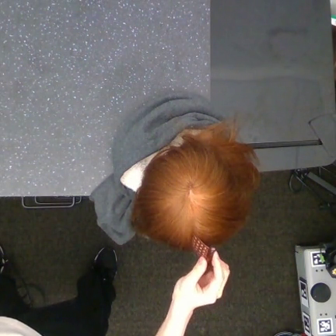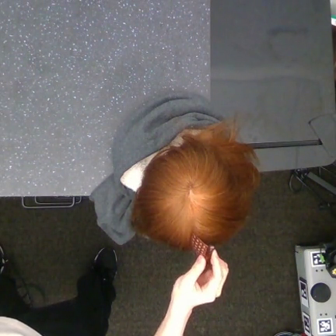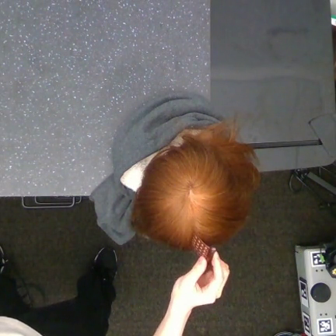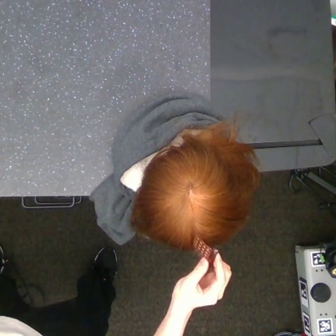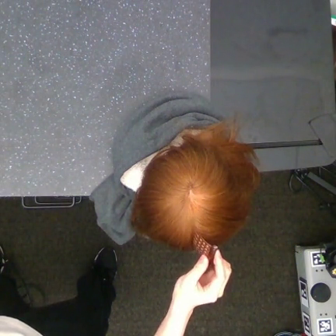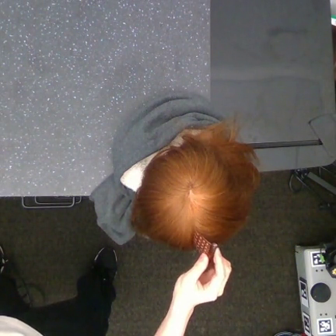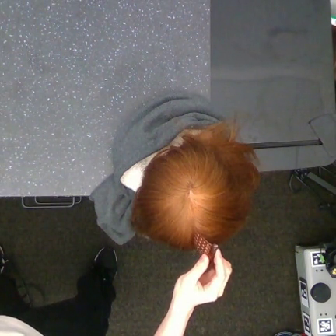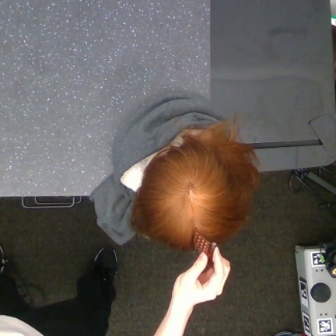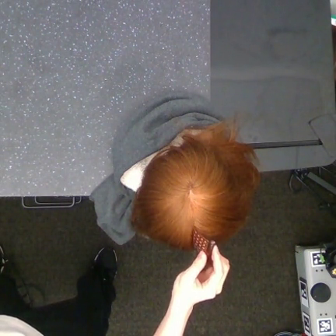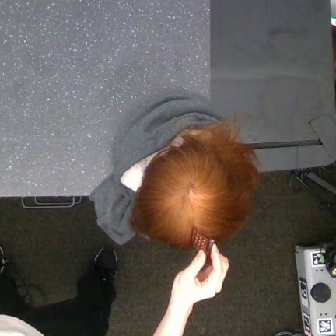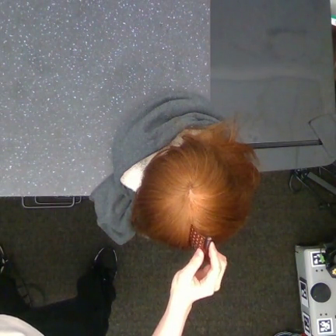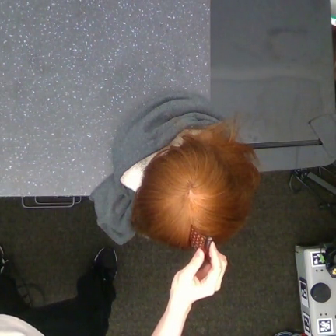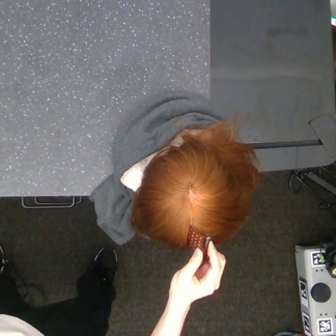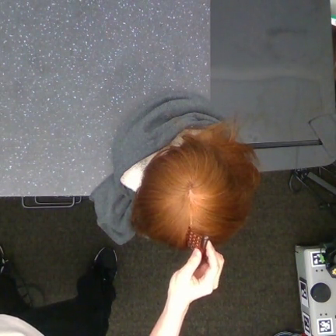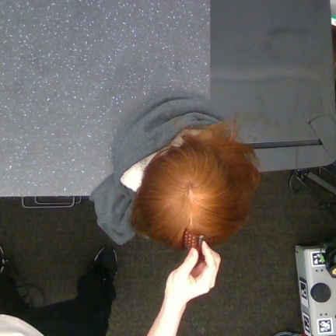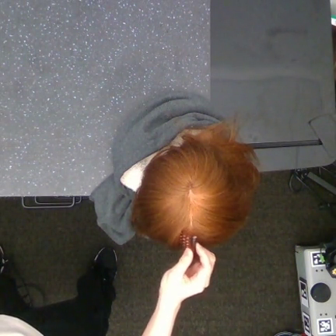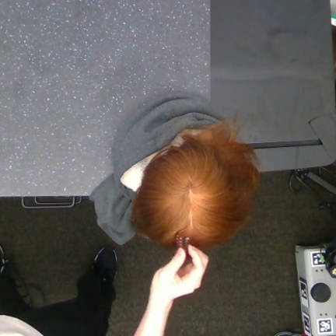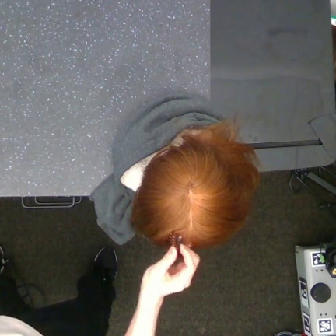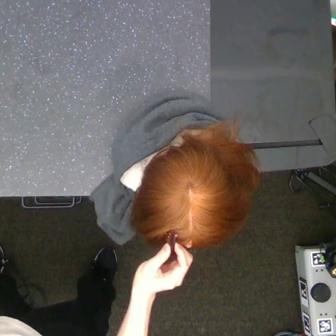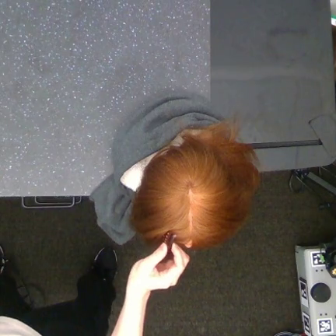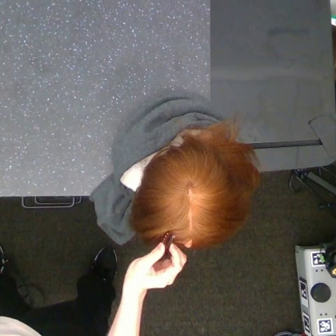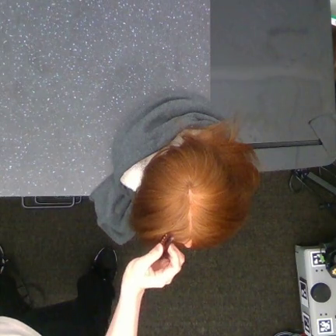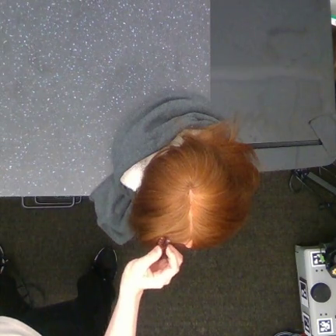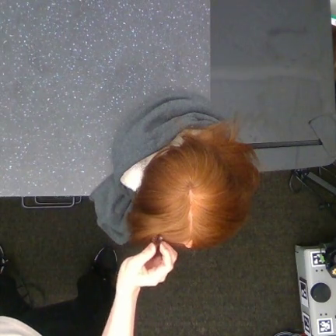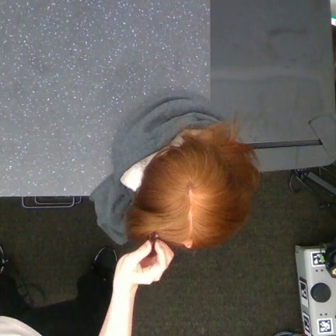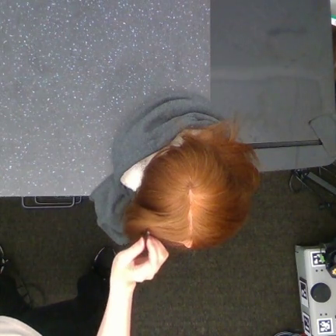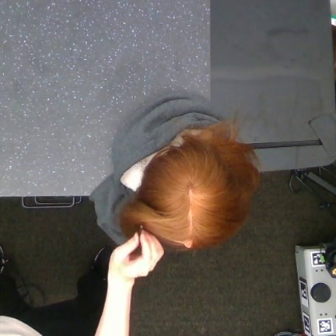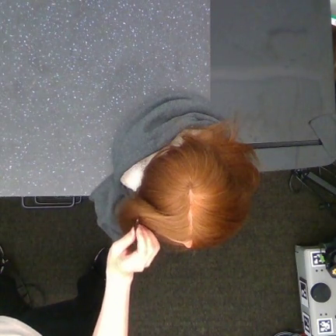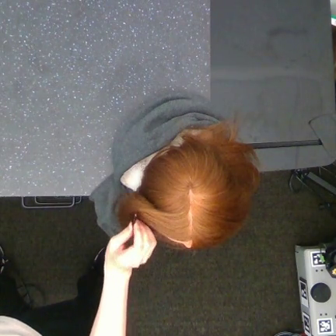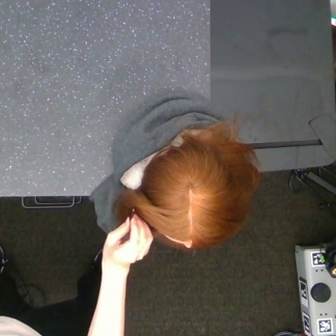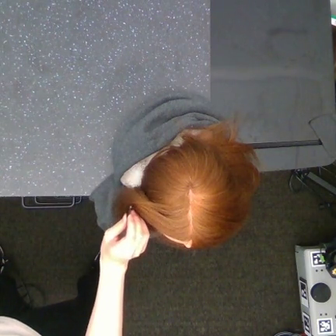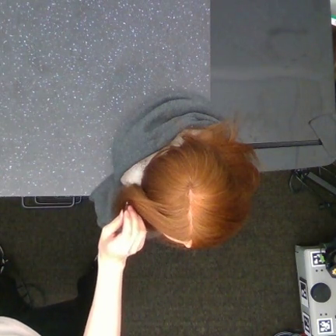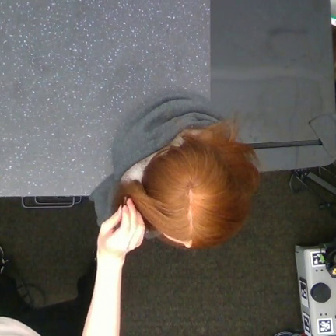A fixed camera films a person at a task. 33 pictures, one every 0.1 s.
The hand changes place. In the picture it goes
to the left.
0.0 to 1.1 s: The hand moves only a little.
1.1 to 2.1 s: The hand goes to the left.
2.1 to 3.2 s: The hand goes to the left and upward.
Task: part hair.
